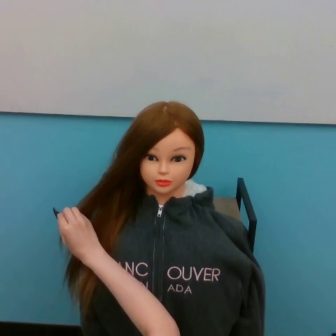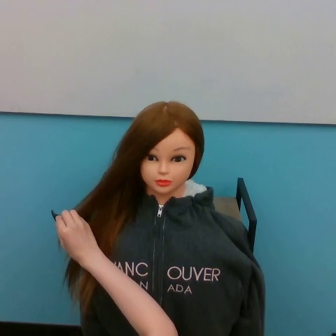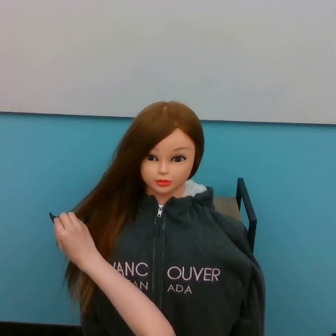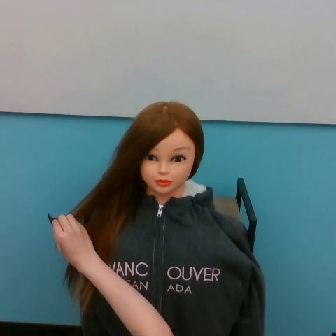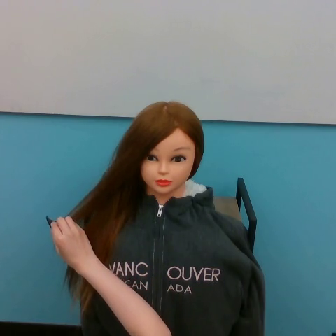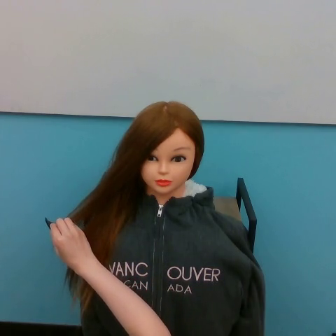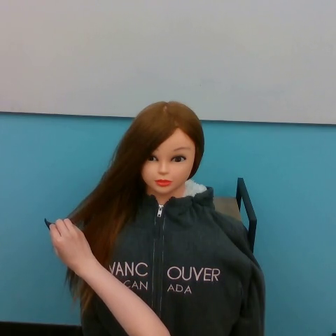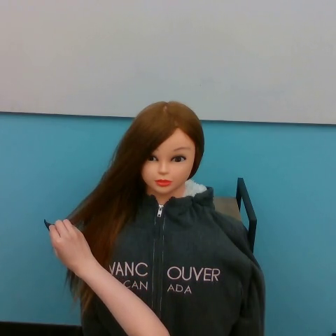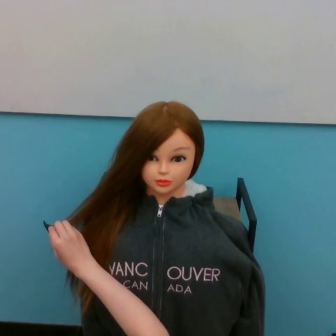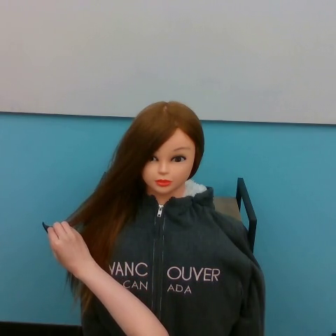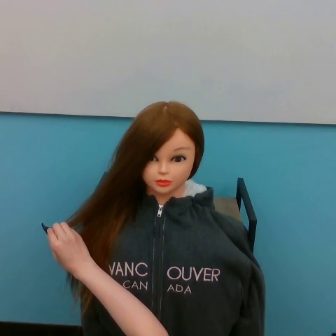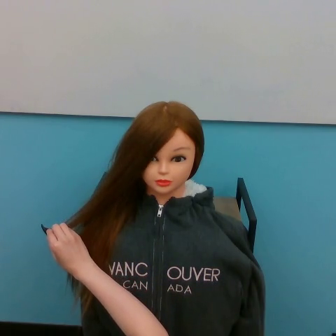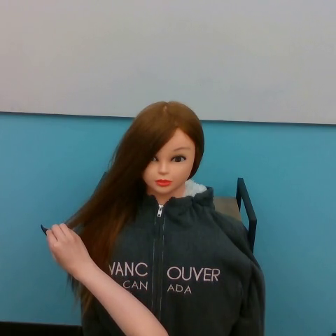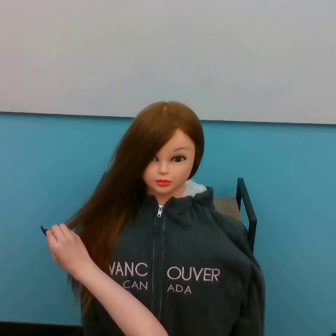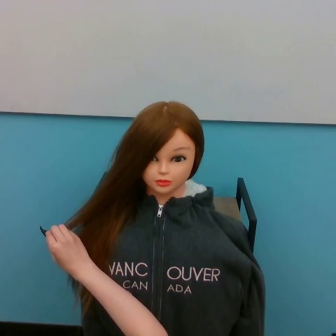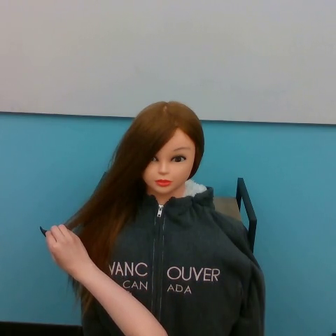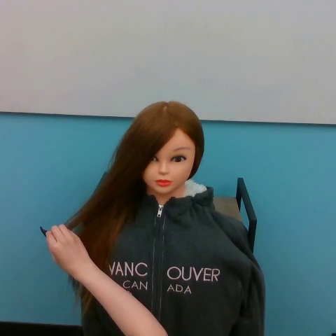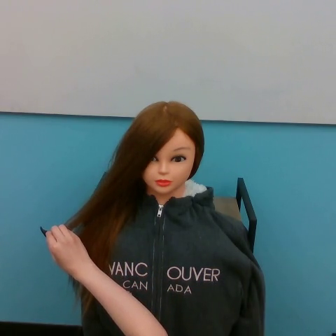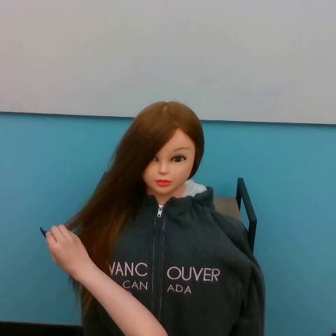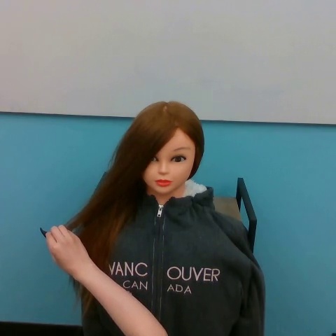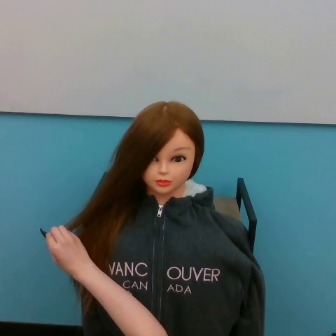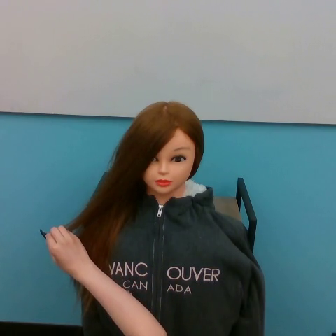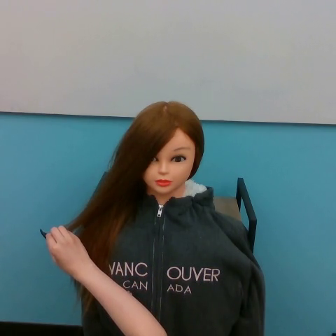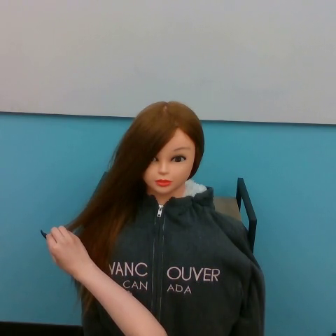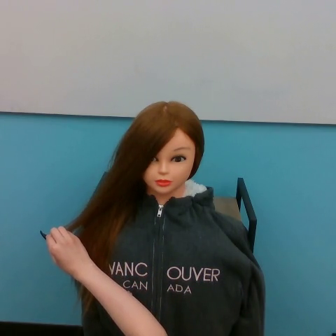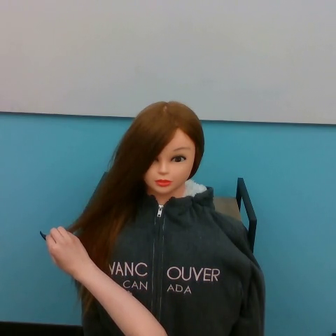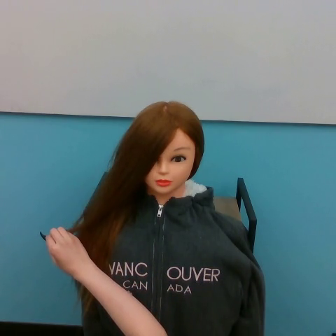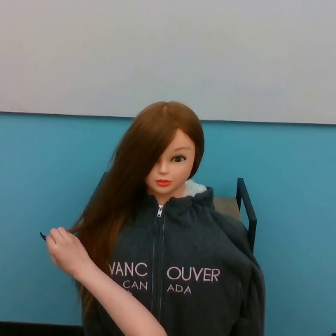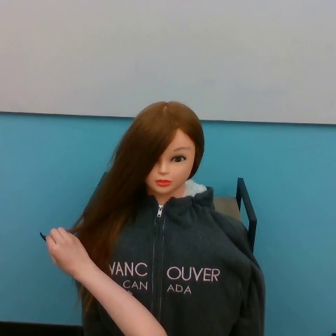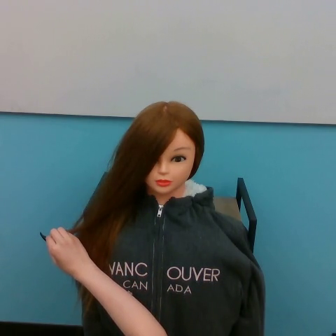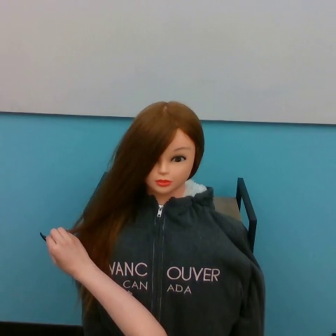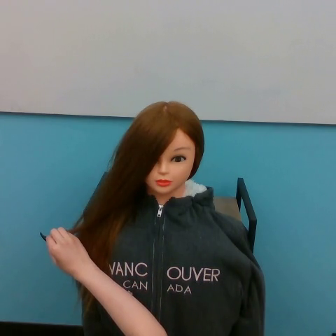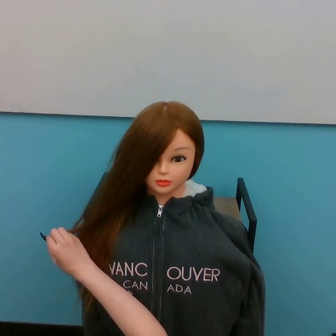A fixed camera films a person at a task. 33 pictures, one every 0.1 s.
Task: brush hair.
0.0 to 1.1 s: The hand goes downward.
1.1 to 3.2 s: The hand moves only a little.
